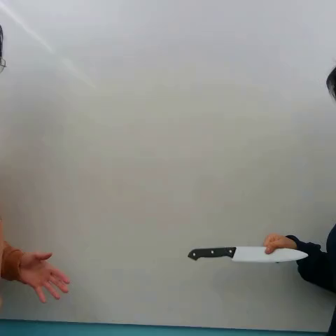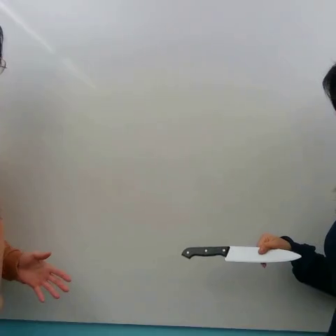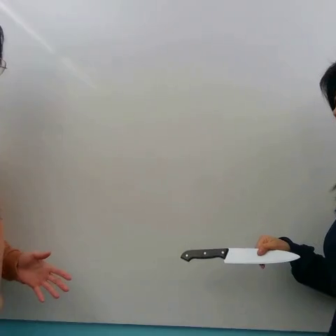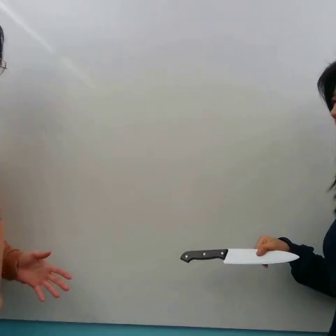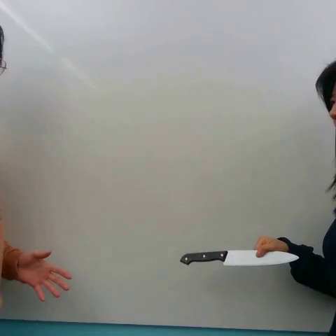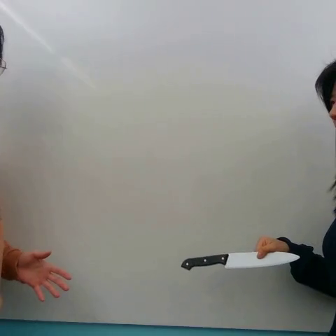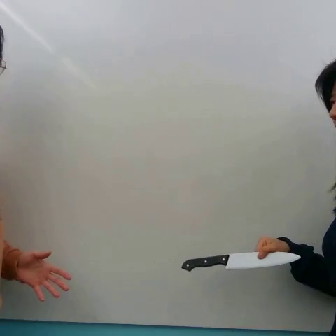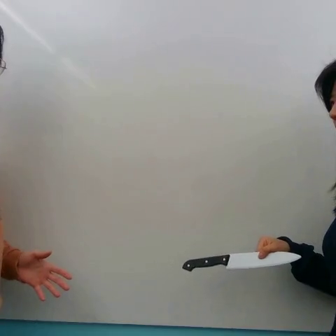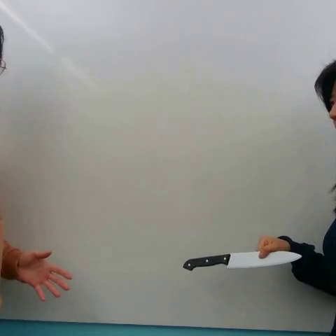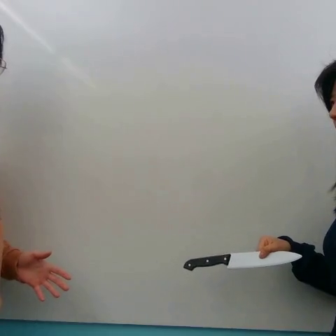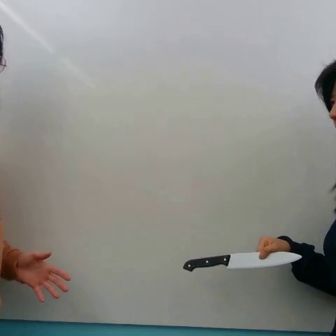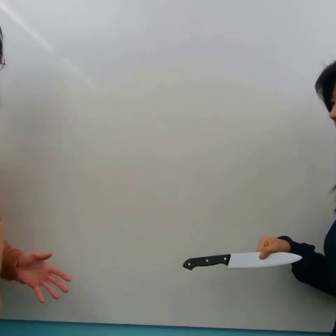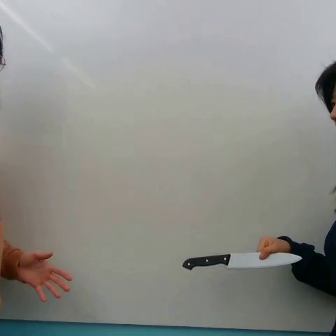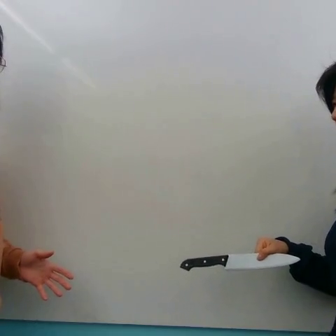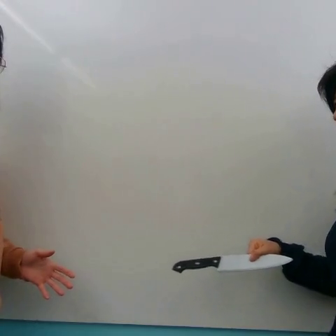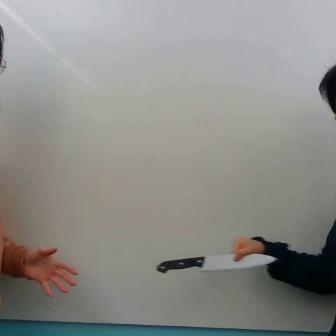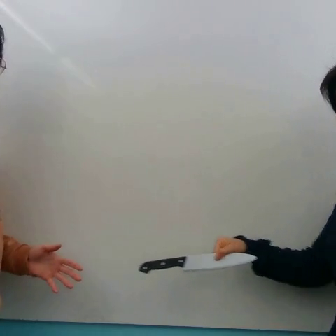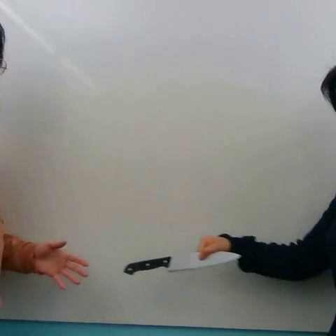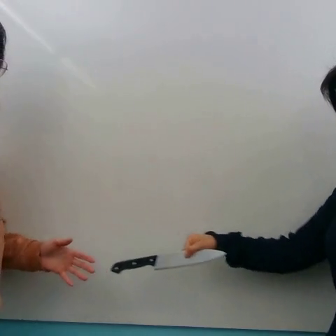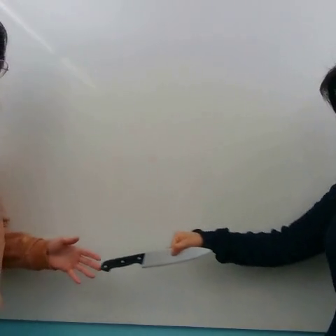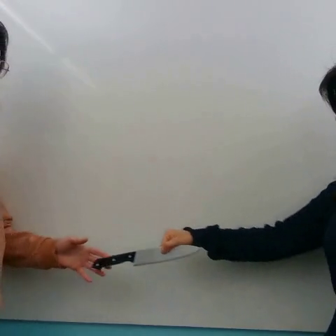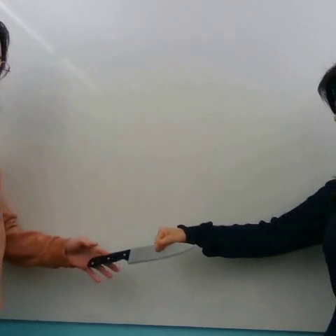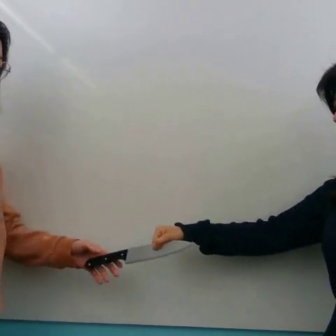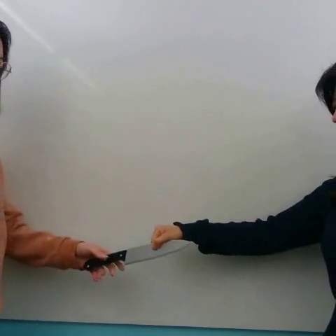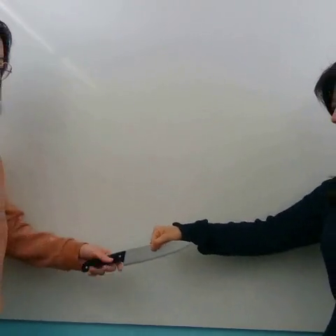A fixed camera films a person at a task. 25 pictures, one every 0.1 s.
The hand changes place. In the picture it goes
to the left.
0.0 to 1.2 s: The hand moves only a little.
1.2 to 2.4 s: The hand goes to the left.
Task: handover knife.
Motion: move to the left.
